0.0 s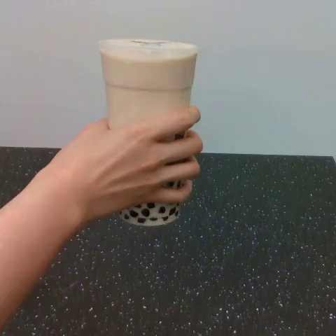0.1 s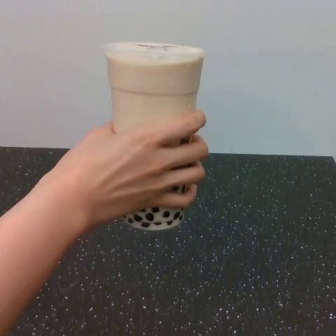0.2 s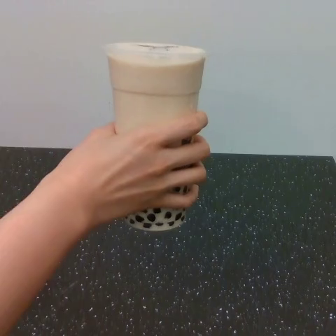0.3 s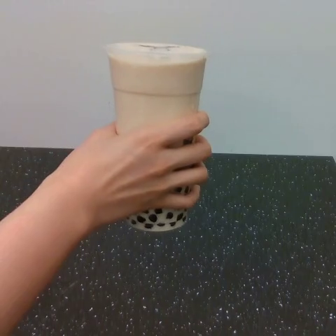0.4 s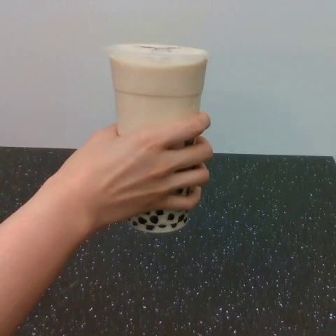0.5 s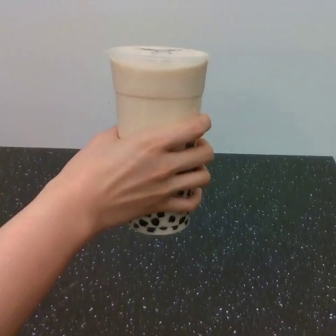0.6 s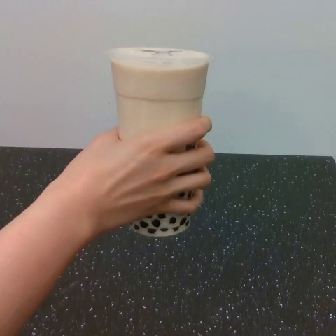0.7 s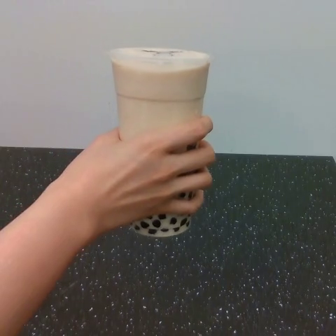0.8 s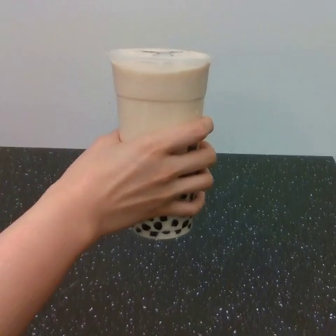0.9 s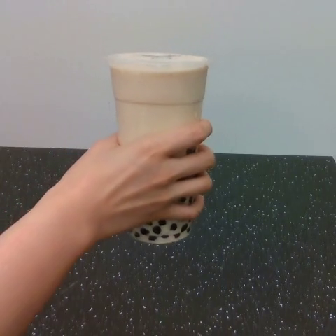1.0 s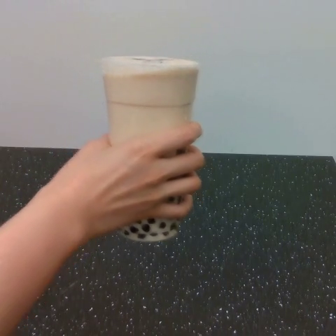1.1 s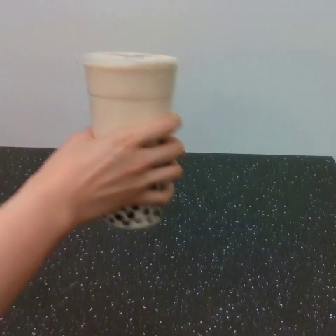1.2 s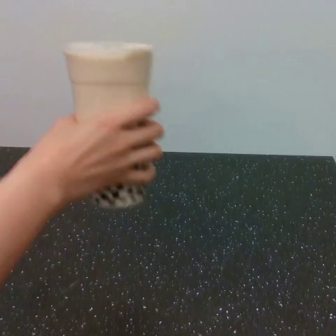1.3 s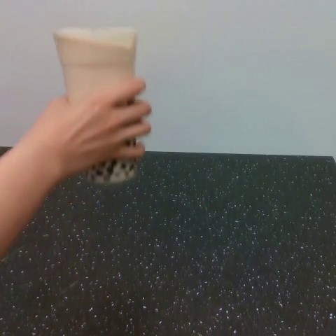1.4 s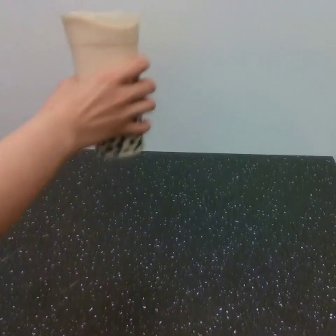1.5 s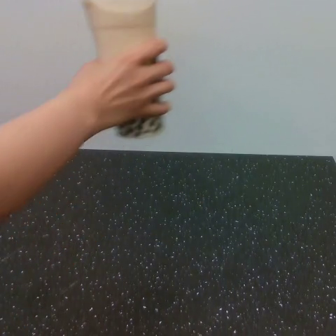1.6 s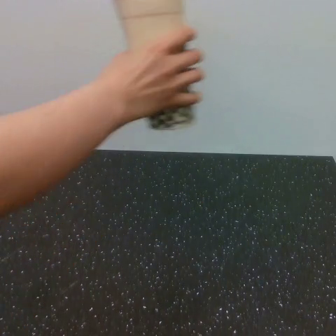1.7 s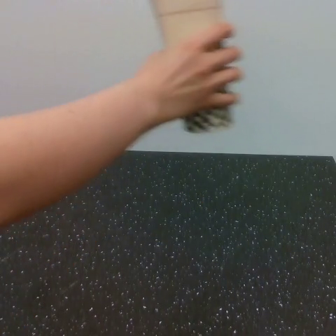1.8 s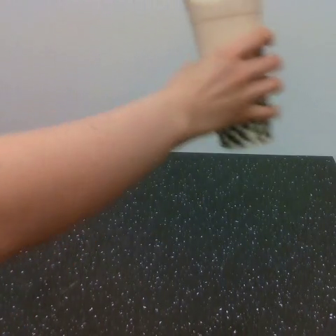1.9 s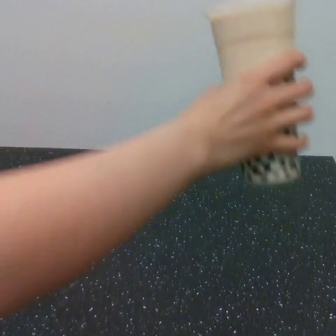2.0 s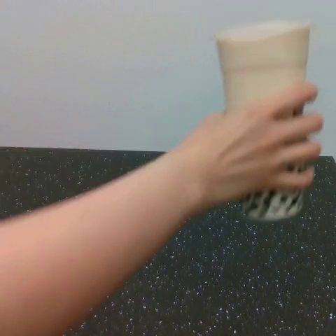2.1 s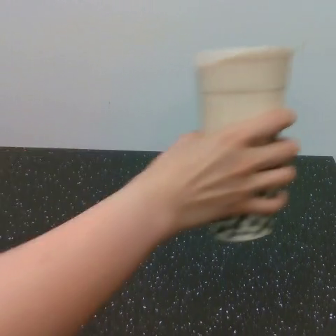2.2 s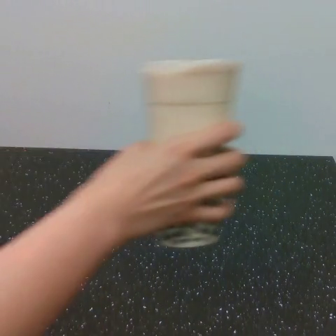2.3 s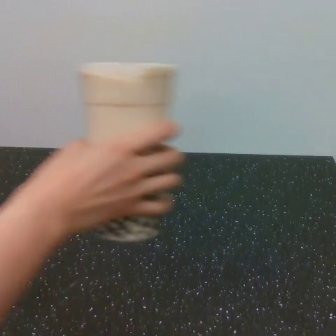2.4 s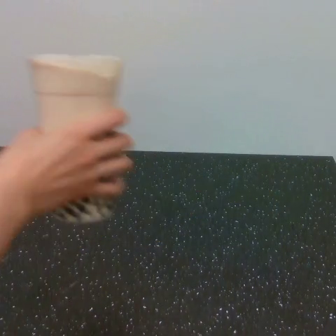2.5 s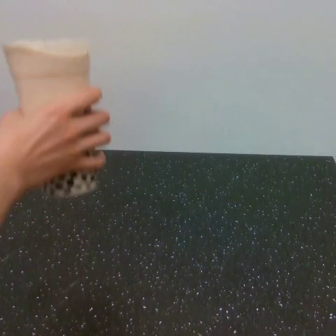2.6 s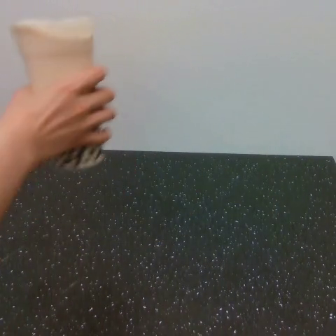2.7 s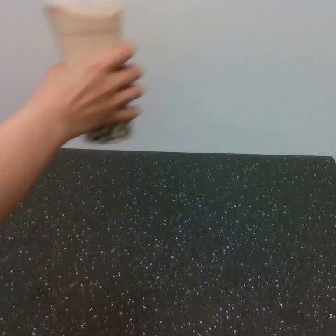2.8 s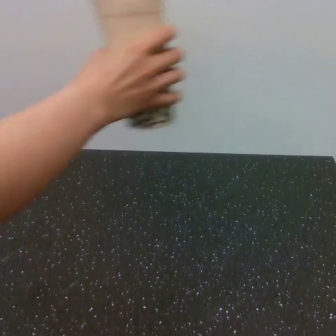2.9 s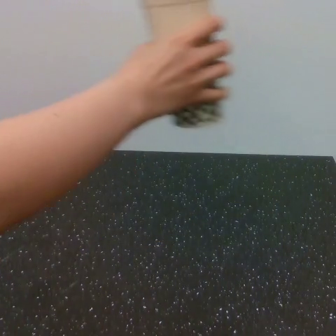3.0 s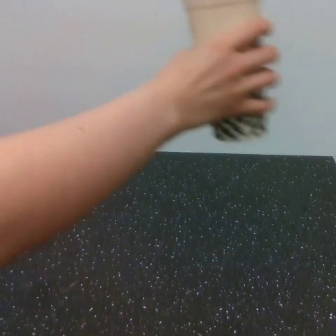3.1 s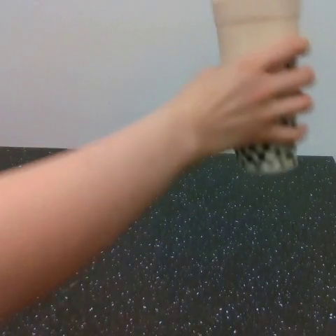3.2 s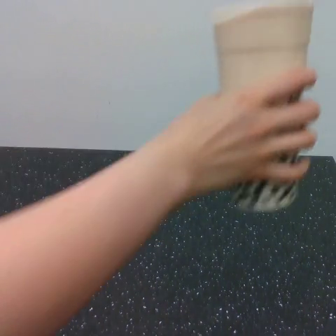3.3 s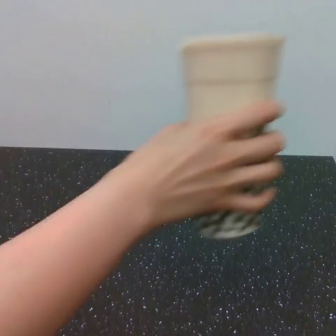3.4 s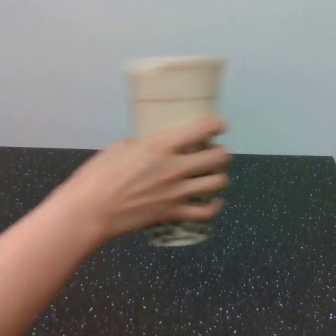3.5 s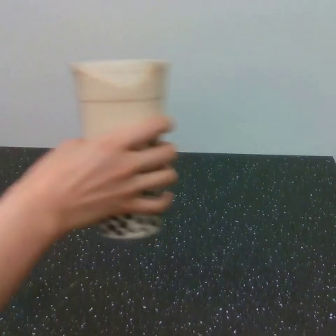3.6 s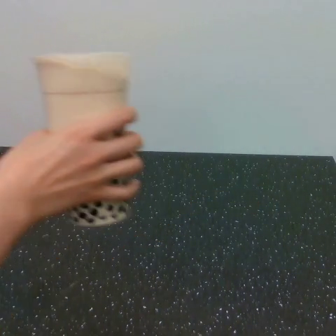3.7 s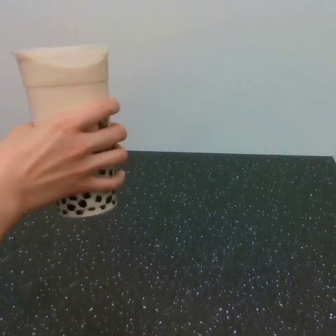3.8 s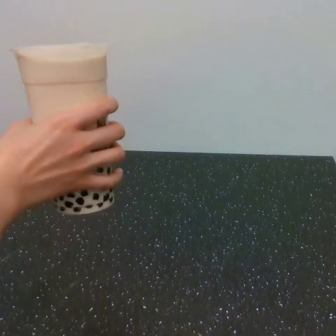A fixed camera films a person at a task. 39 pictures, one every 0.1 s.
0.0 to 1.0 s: The hand goes downward, on a clockwise arc.
1.0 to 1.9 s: The hand goes to the right and upward, on a clockwise arc.
1.9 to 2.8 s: The hand goes to the left, then to the right and upward, on a clockwise arc.
2.8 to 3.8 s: The hand goes to the right and downward, then to the left, on a clockwise arc.
Task: shake the boba.
Motion: make 2 circular motions clockwise.
